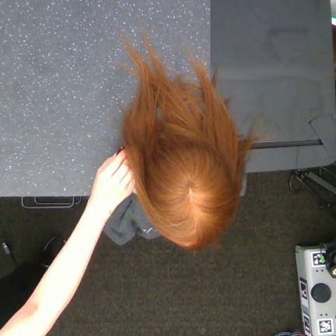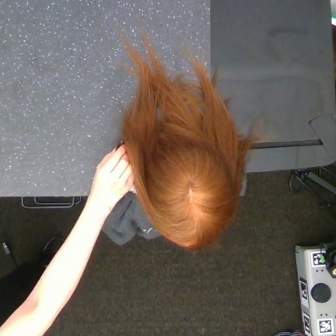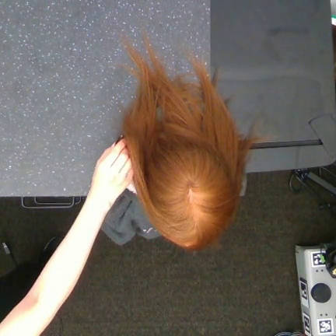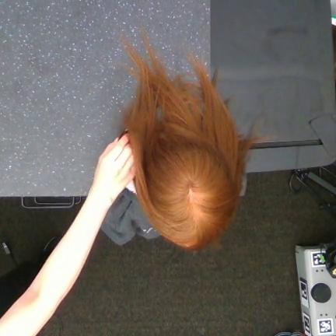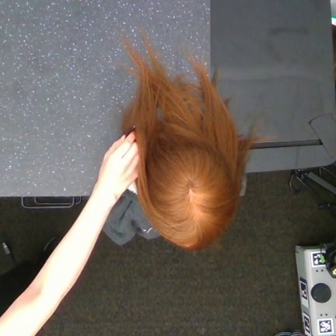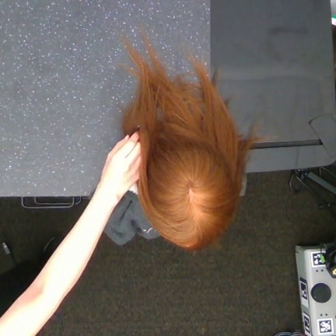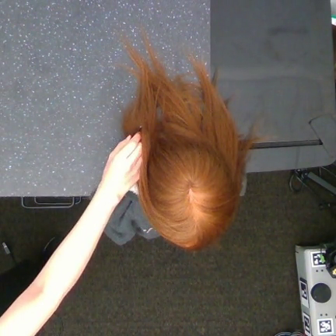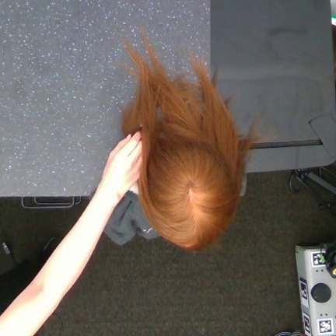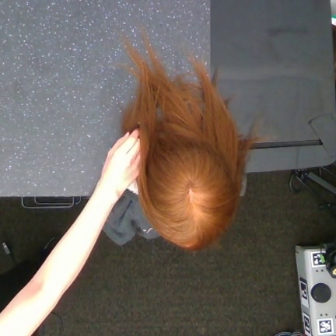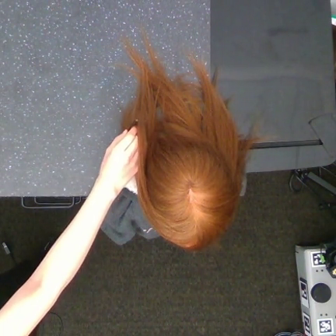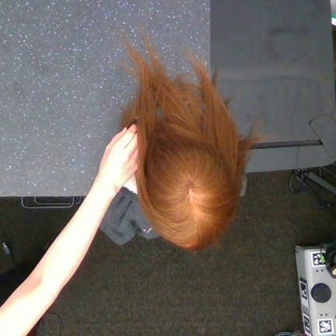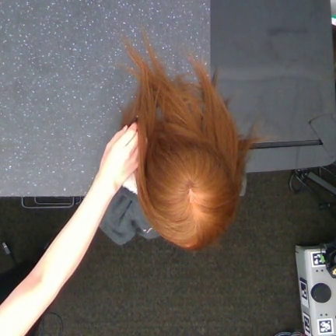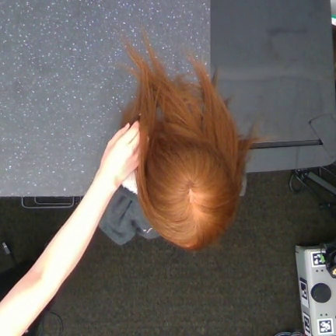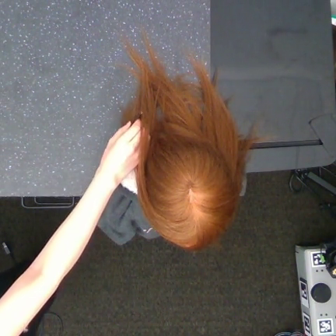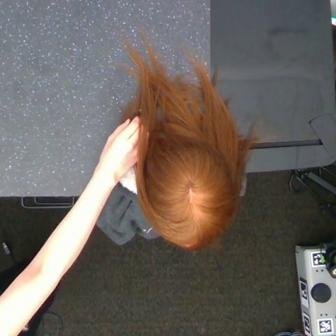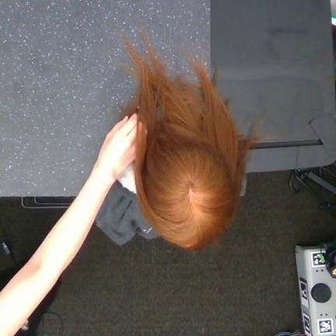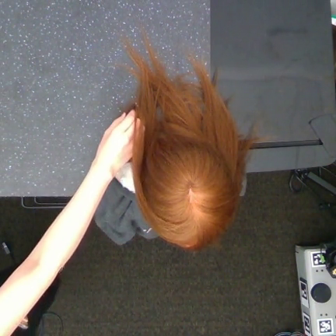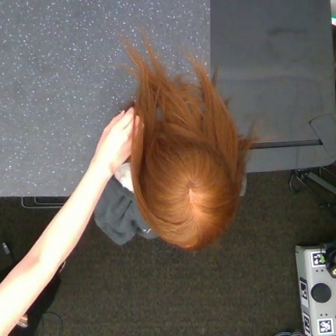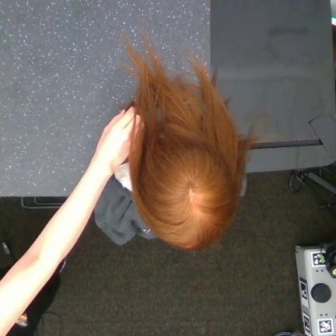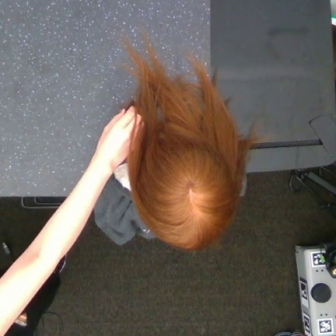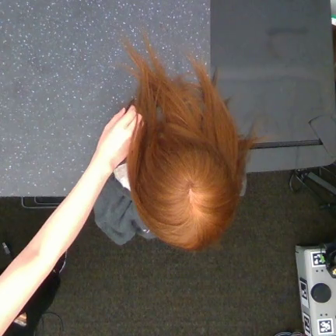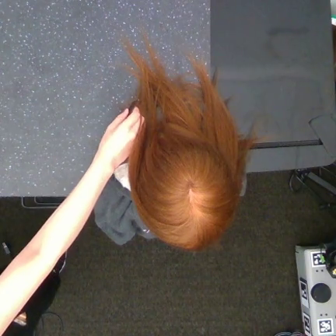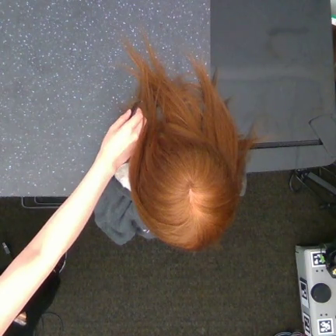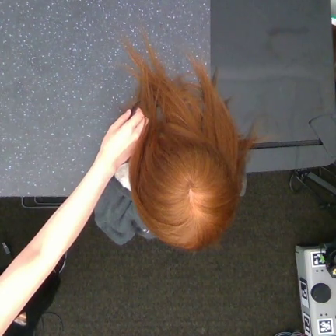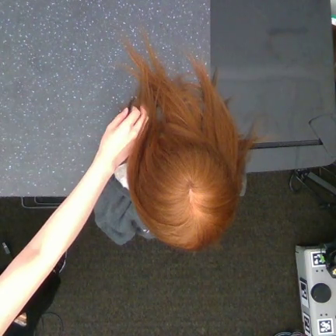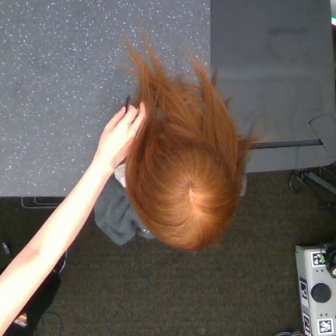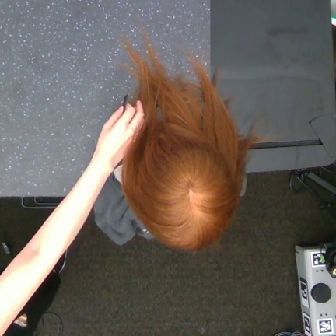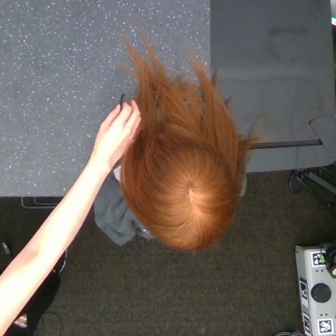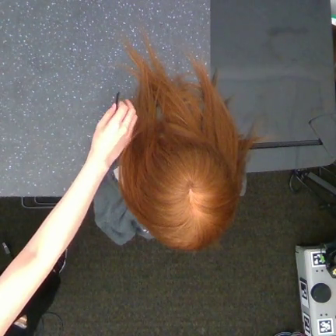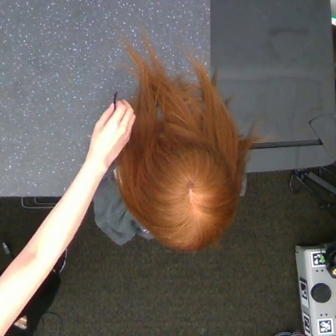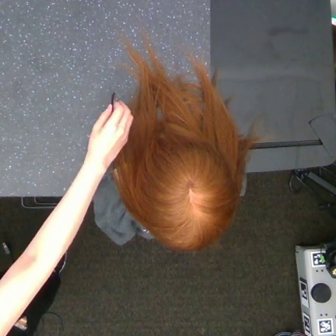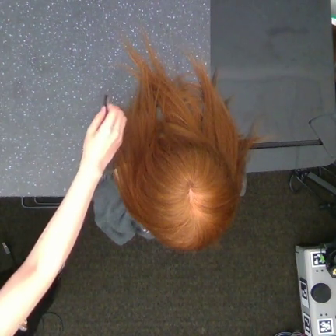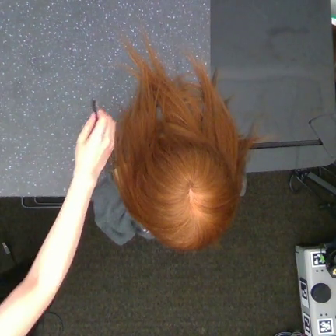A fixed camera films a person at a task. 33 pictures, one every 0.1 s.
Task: tidy front hair.
0.0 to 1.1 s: The hand goes upward.
1.1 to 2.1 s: The hand goes upward.
2.1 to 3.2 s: The hand goes to the left, on a counterclockwise arc.
